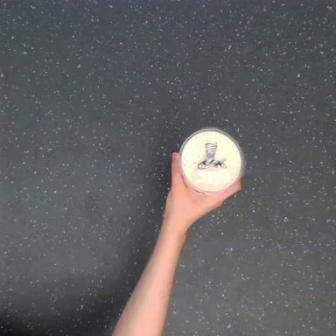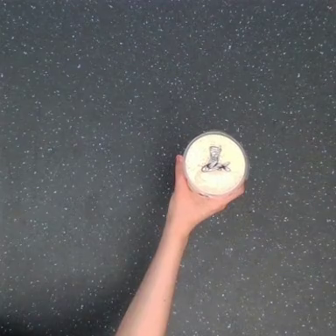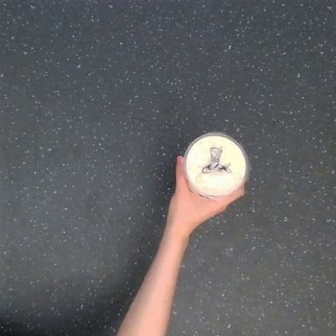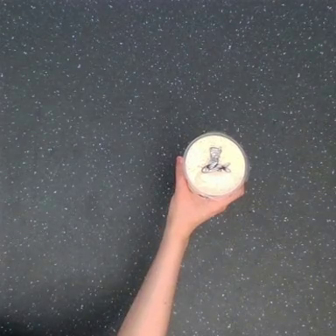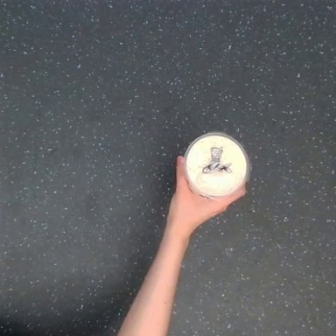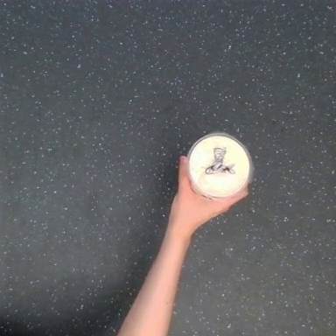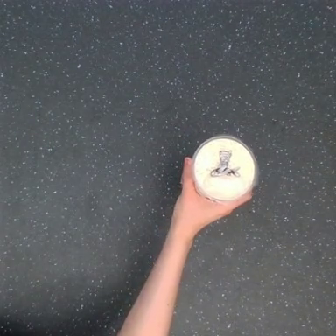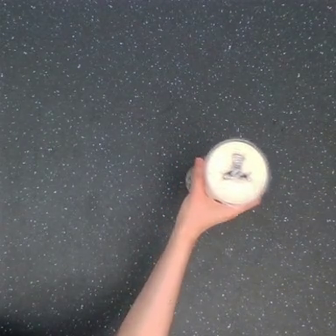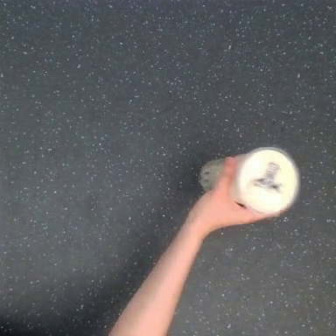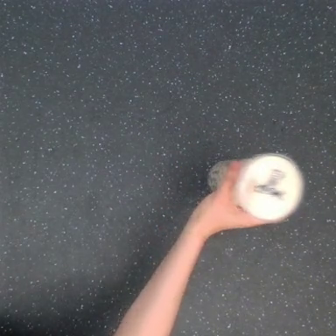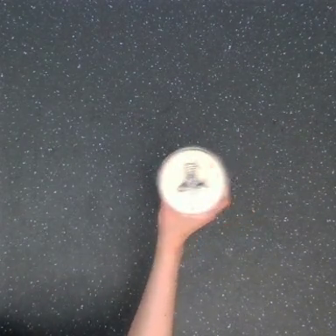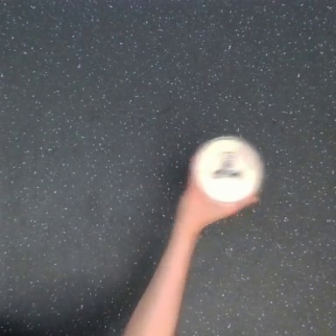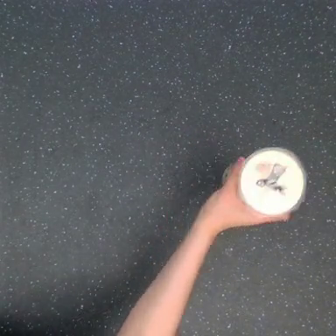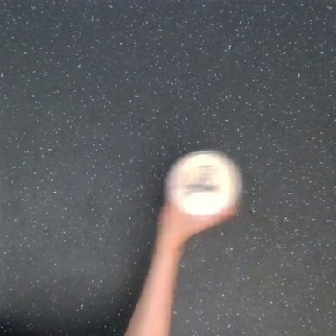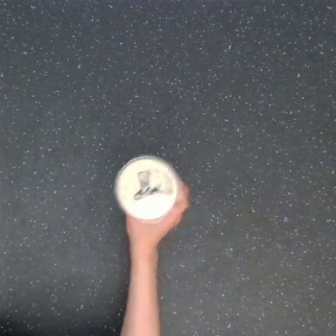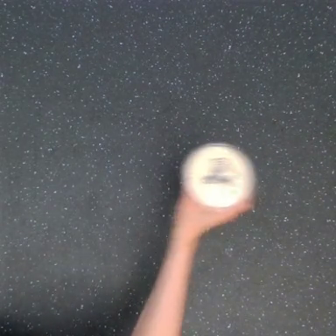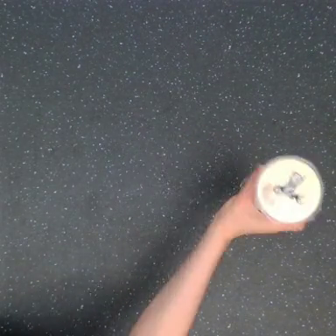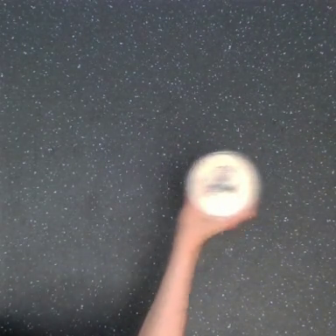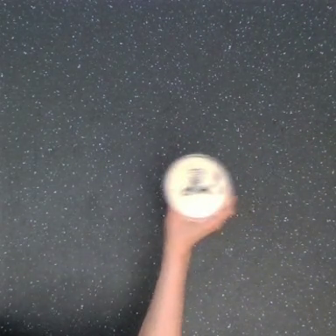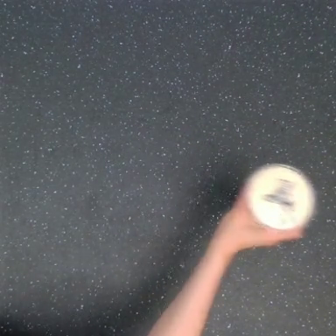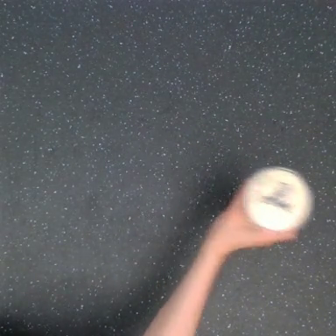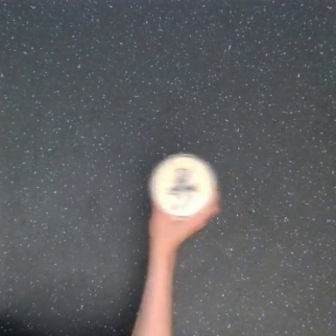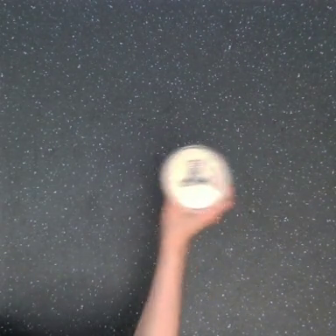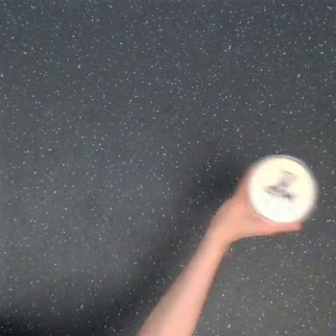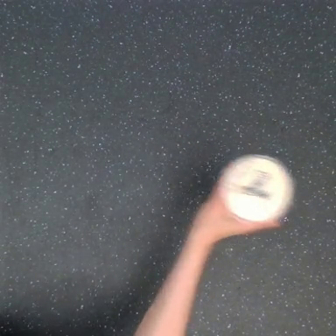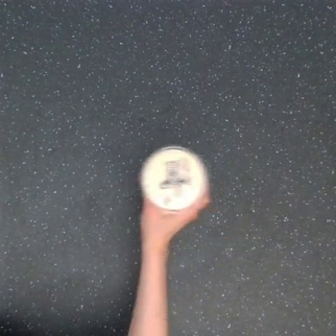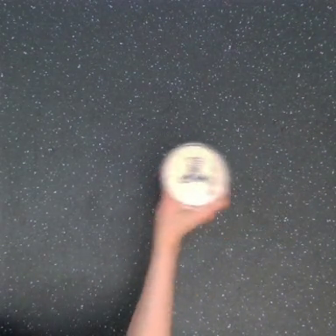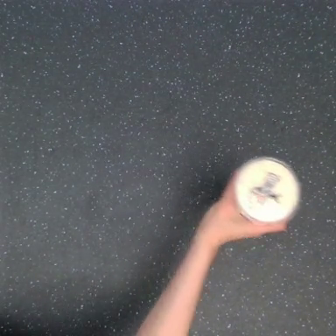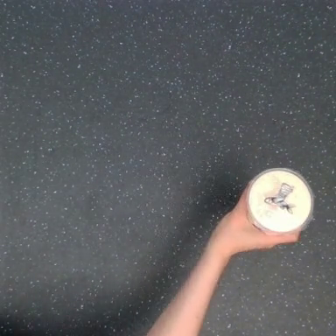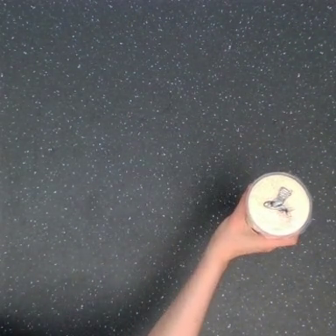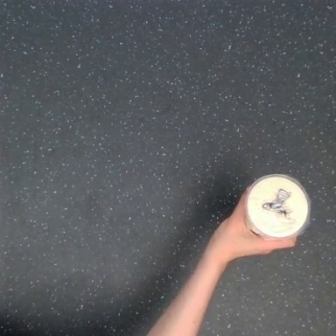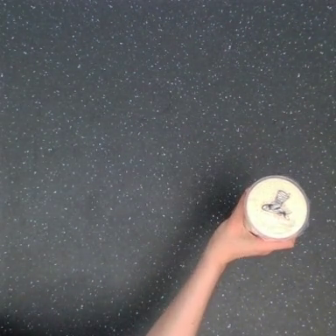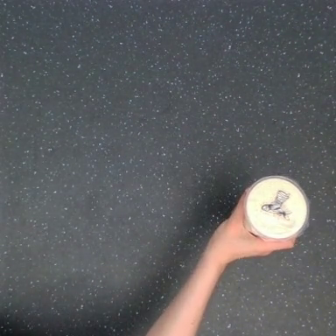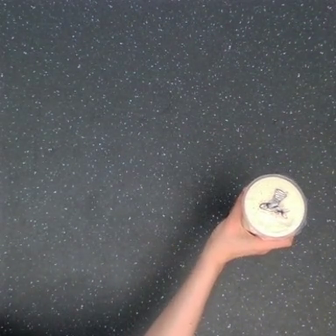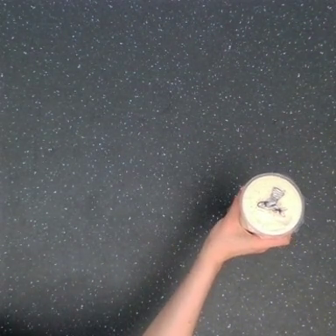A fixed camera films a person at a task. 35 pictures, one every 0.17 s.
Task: shake the boba.
Motion: move to the right and move to the left, repeating this sequence 5 times.
0.00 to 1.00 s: The hand moves only a little.
1.00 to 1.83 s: The hand goes to the right, then to the left and upward.
1.83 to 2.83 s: The hand goes to the right and downward.
2.83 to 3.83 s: The hand goes to the left, then to the right.
3.83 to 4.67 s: The hand goes to the left, then to the right.
4.67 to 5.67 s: The hand moves only a little.
